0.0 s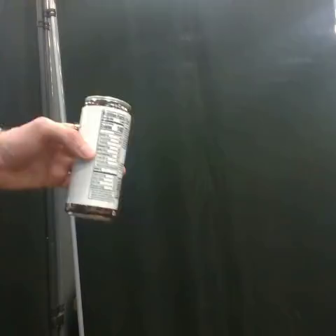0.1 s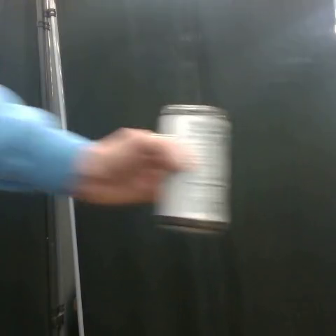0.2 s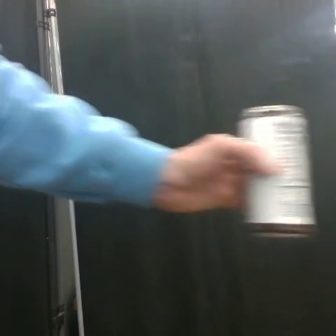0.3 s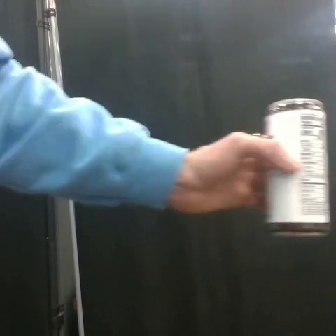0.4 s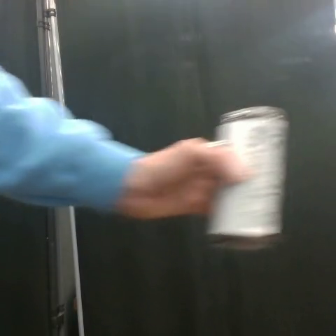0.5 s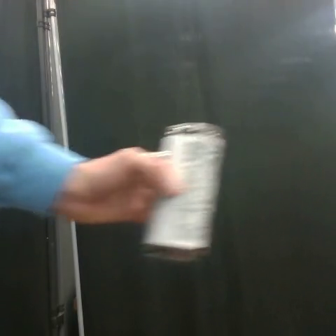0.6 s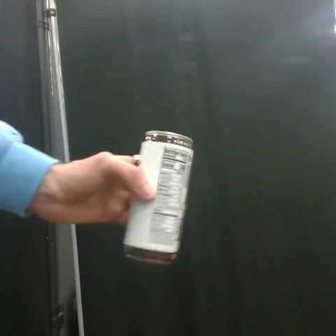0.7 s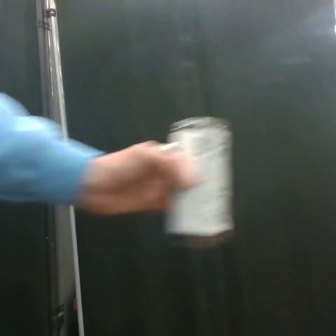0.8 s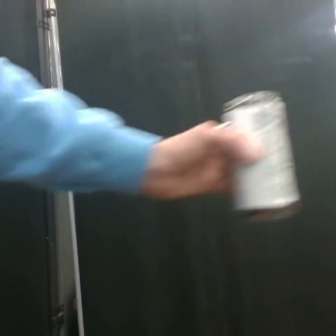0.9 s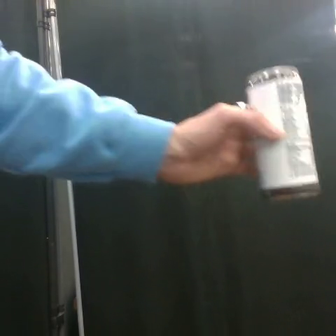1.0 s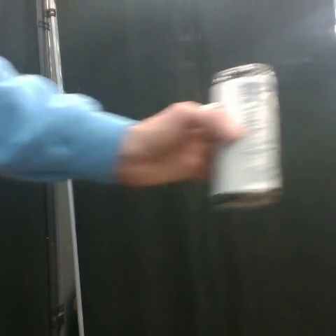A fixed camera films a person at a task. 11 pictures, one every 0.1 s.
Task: shake the coffee can.
Motion: move back and forth twice.
0.0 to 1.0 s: The hand goes to the right, then to the left and upward.
